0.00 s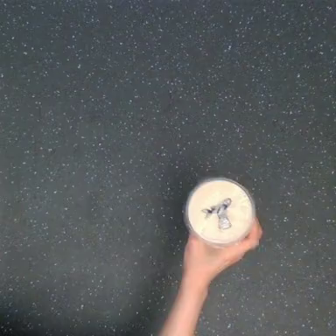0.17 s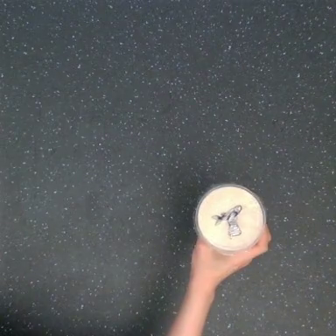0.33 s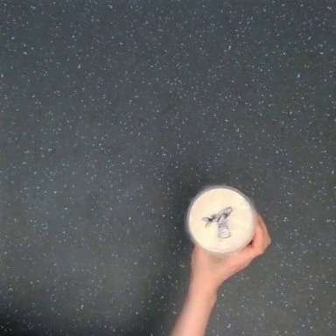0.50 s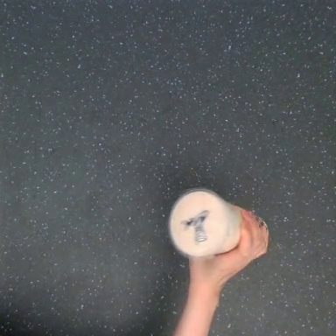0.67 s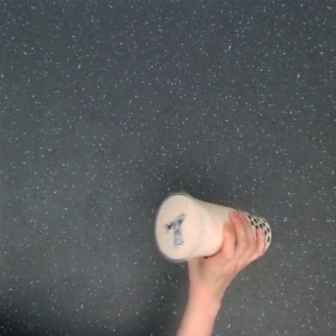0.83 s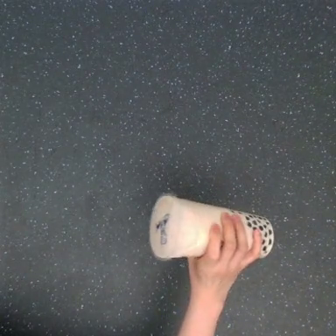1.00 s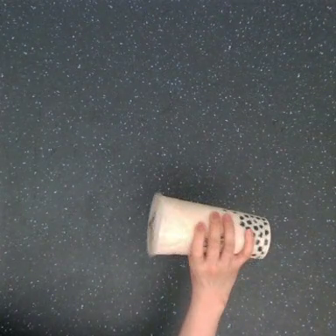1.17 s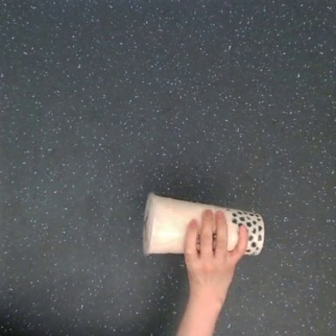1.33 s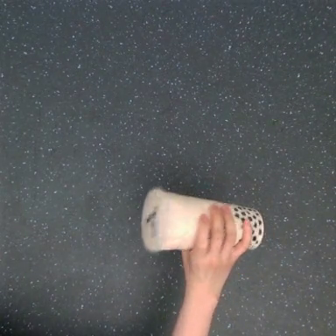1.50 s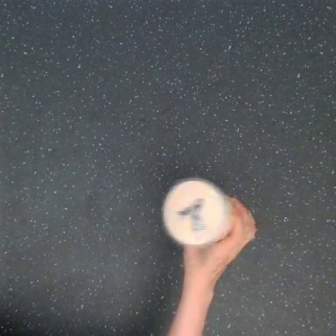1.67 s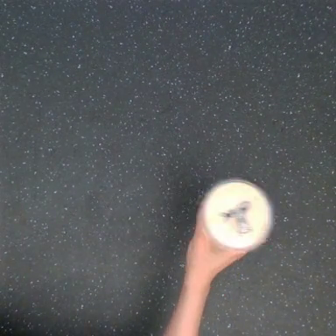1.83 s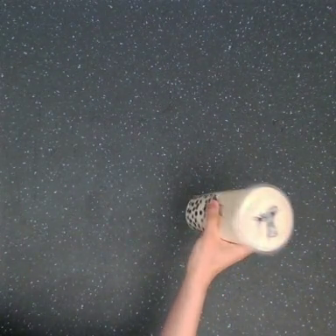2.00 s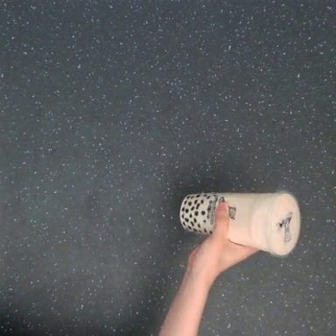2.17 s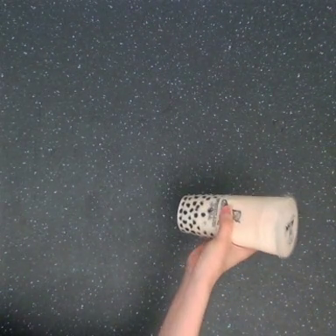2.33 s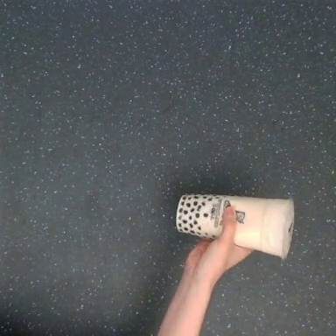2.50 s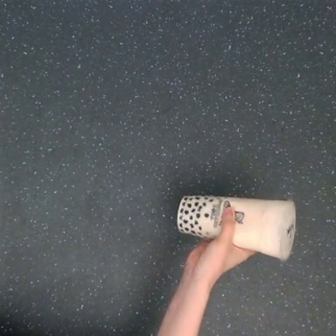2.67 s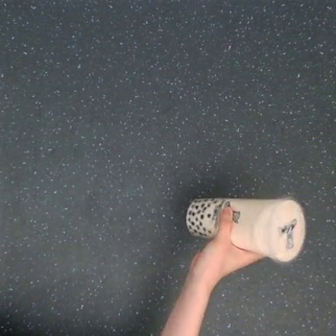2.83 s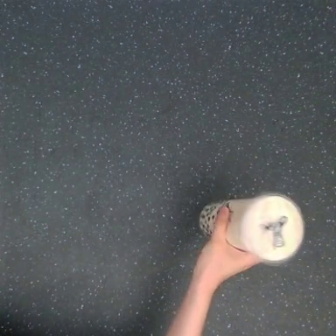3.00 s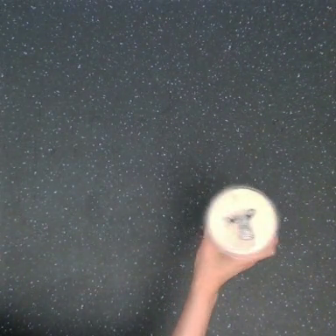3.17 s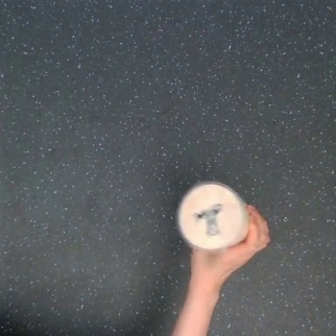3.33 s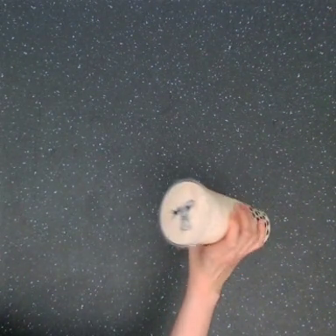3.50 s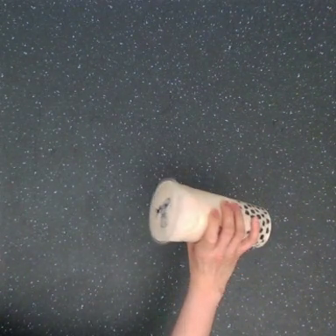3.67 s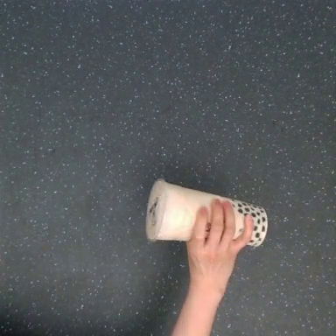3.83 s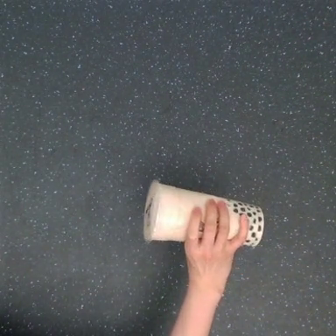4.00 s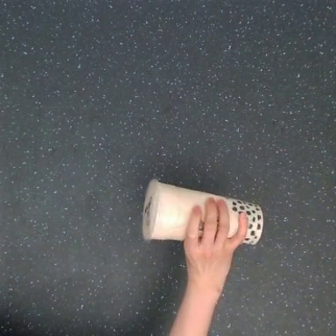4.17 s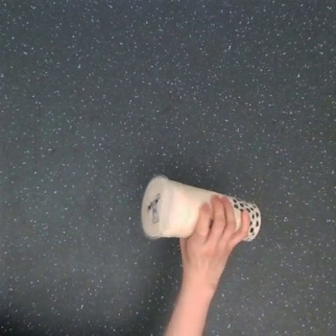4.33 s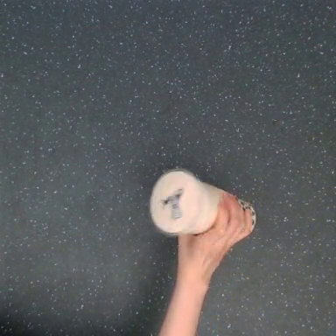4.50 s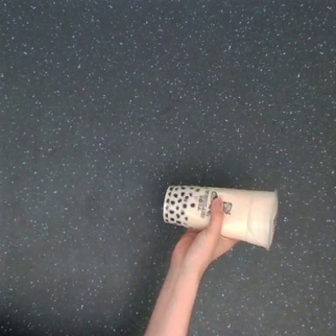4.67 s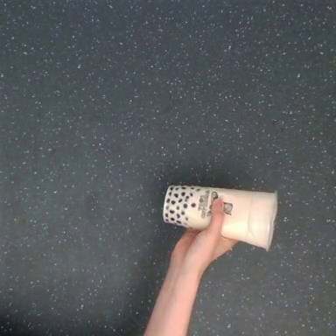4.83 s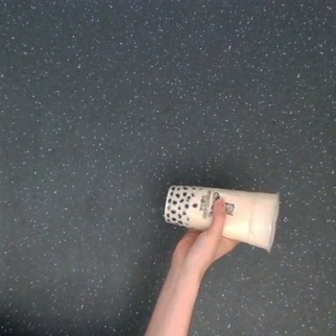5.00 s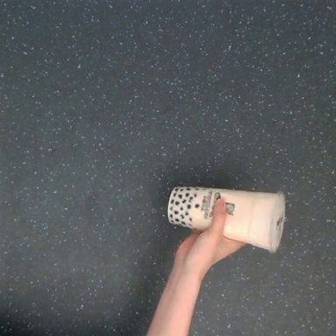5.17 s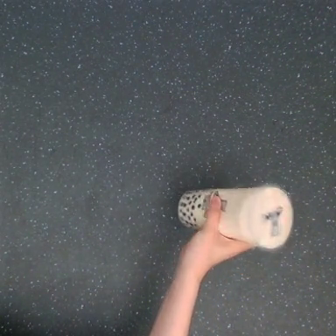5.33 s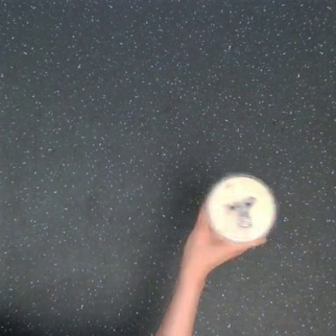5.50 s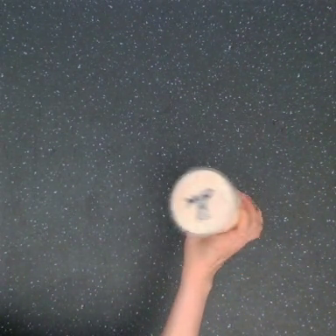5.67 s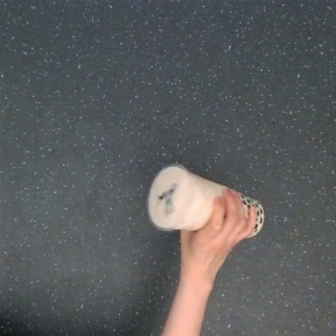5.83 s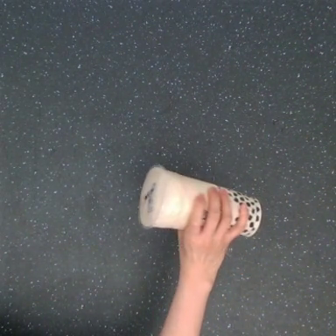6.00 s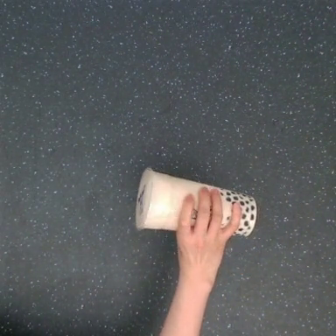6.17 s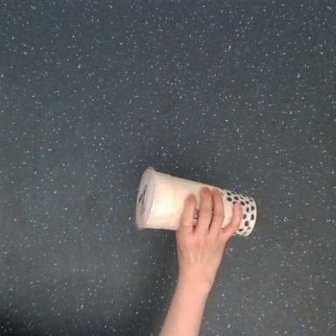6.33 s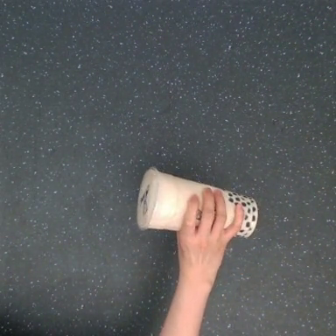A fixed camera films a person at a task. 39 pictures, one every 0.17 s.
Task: shake the boba.
Motion: rotate the object counter-clockwise, then reverse it to rotate it clockwise, repeating this sequence 2.5 times.
0.00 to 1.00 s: The hand goes to the left.
1.00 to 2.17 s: The hand goes to the right and upward.
2.17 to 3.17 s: The hand moves only a little.
3.17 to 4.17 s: The hand goes to the left.
4.17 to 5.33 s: The hand goes to the right.
5.33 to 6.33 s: The hand goes to the left.
